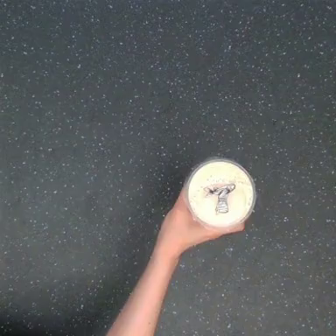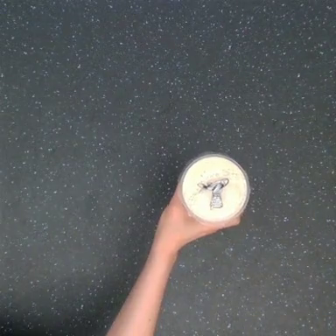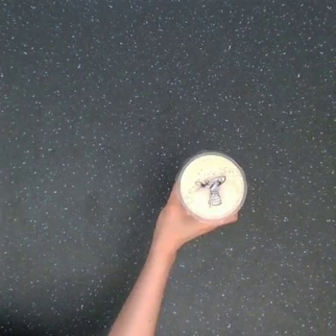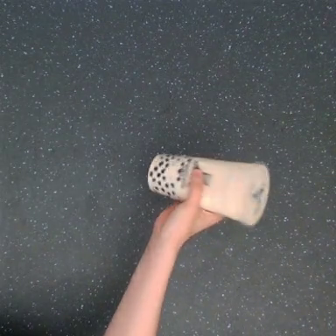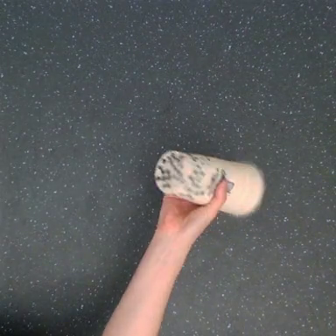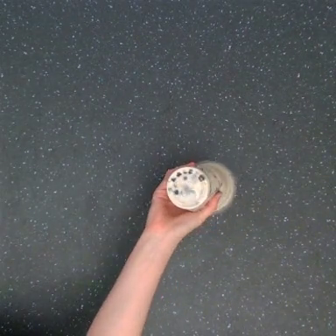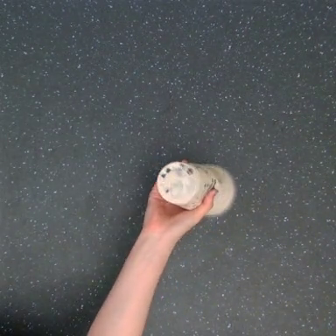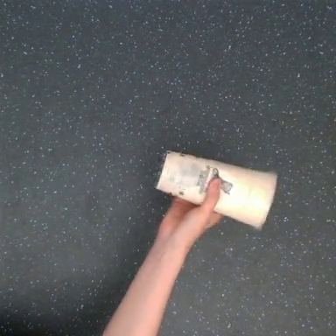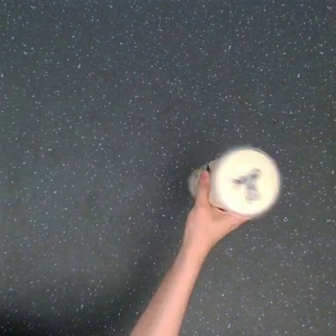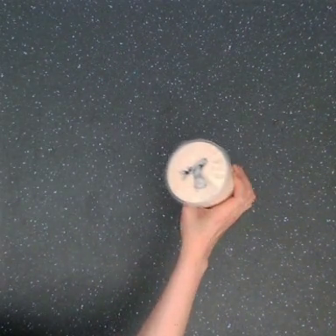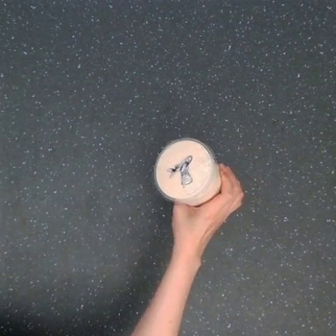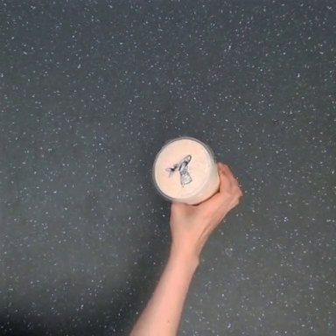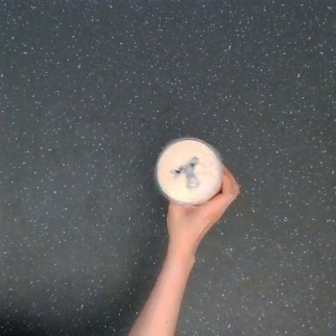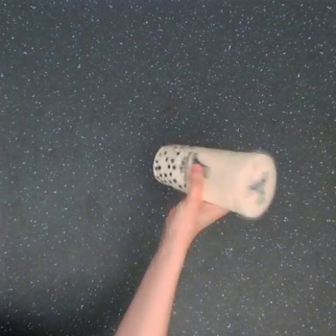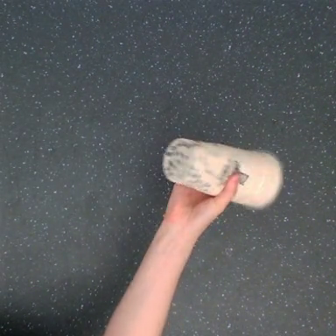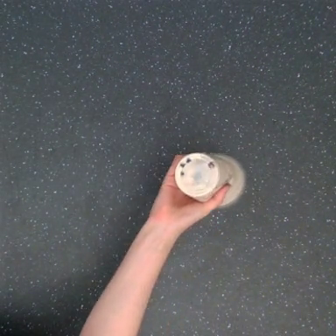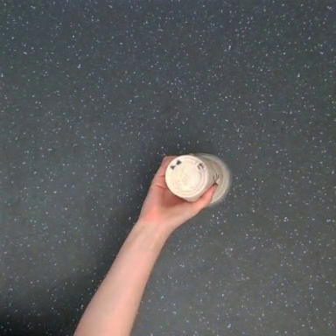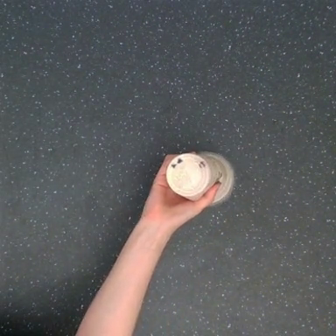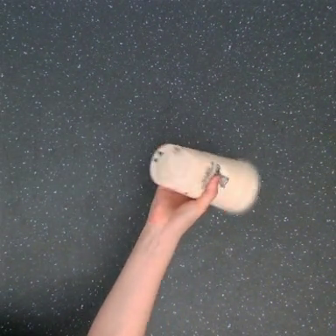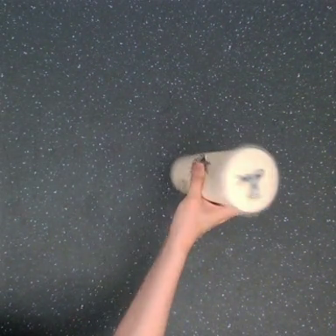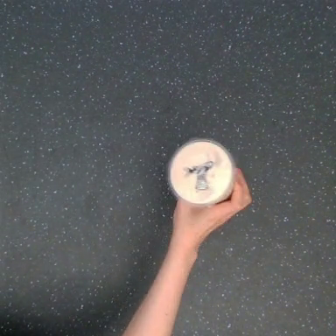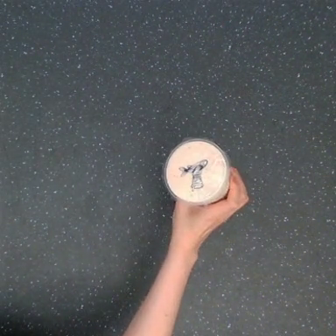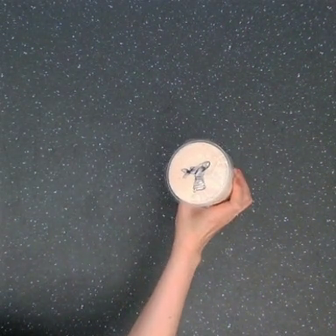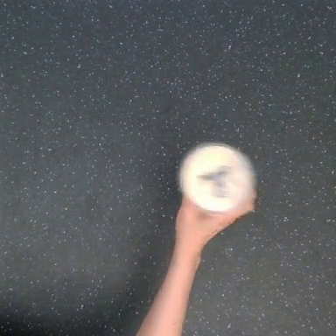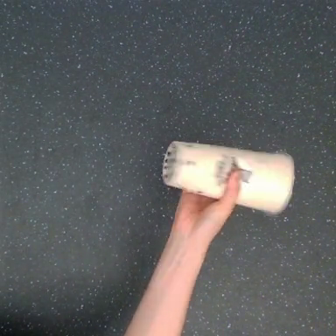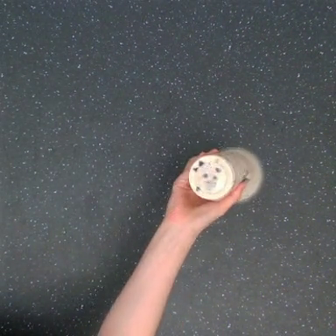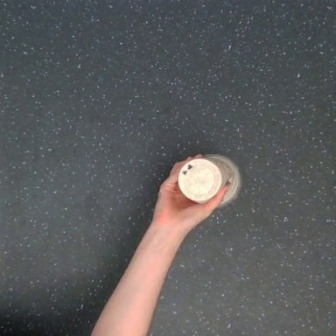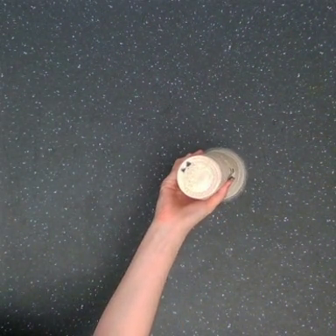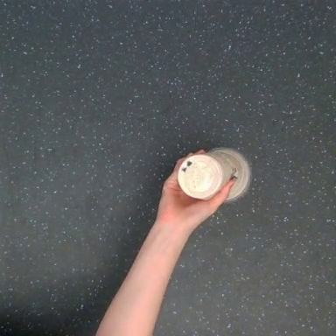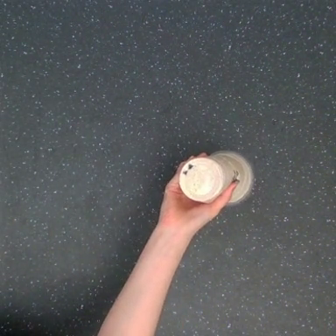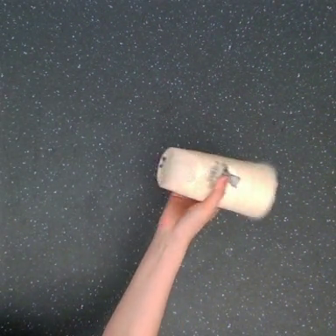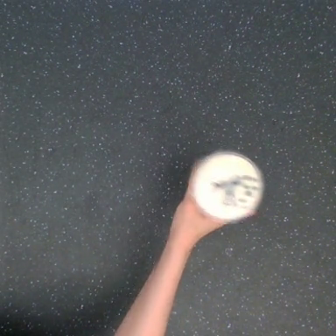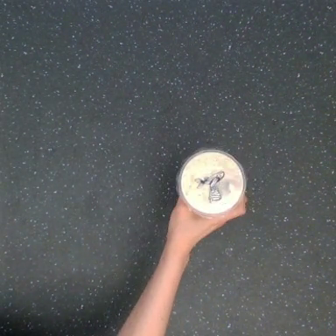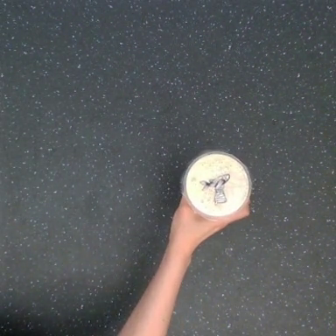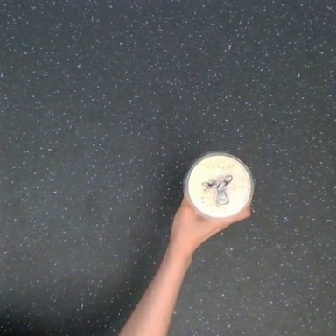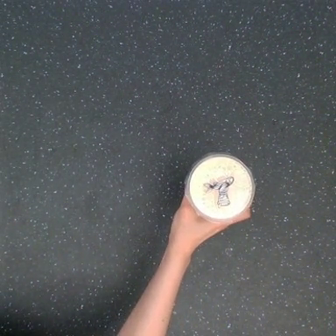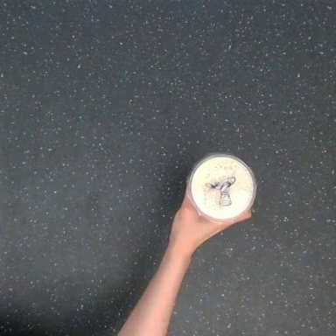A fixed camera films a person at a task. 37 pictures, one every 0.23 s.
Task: shake the boba.
Motion: completely flip the object to the right and flip it back to its initial state, repeating this sequence 3 times.
0.00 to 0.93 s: The hand goes upward.
0.93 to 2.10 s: The hand goes to the right.
2.10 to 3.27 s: The hand goes upward and to the left.
3.27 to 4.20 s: The hand goes to the left.
4.20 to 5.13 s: The hand goes to the right and downward.
5.13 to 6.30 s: The hand goes to the left and upward.
6.30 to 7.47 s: The hand goes downward and to the right.
7.47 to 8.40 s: The hand stays where it is.
